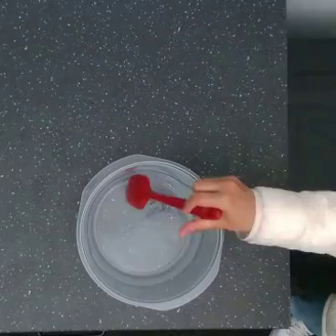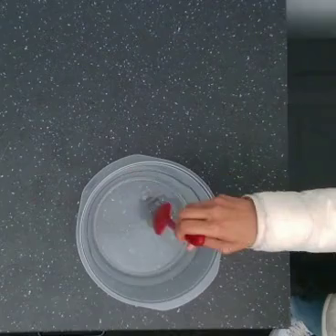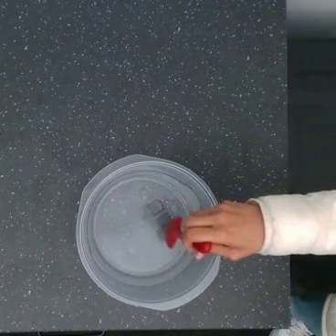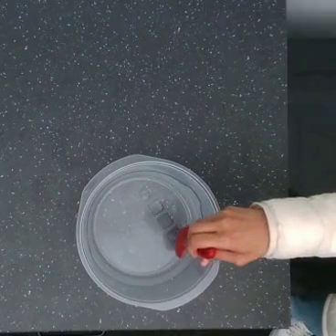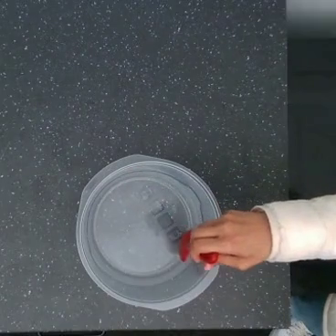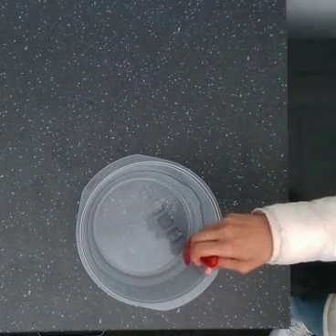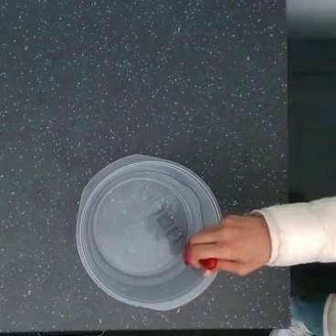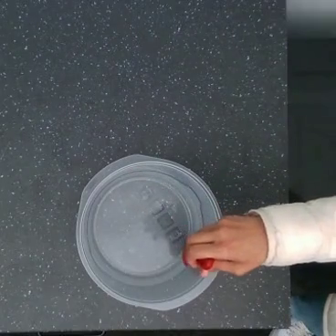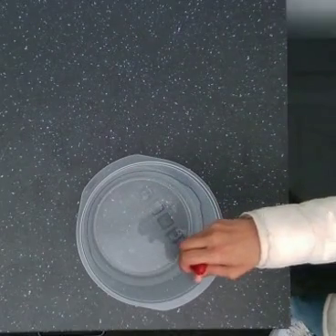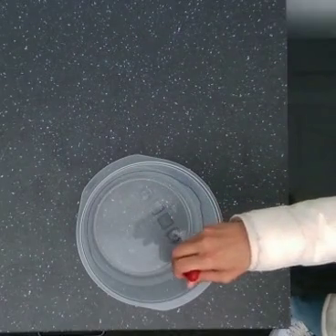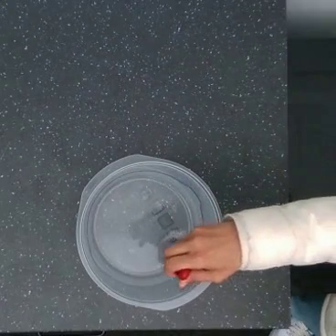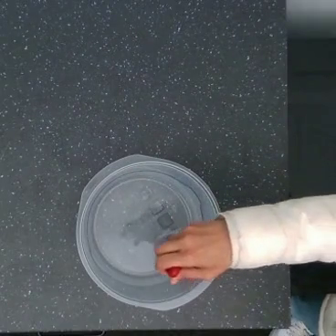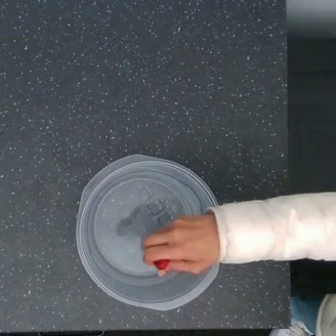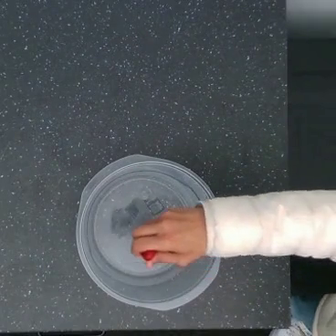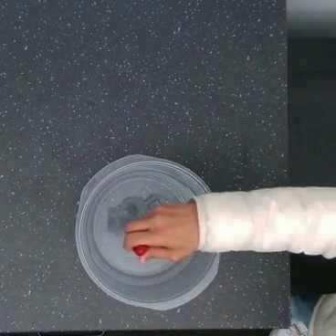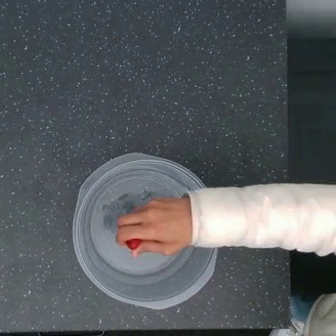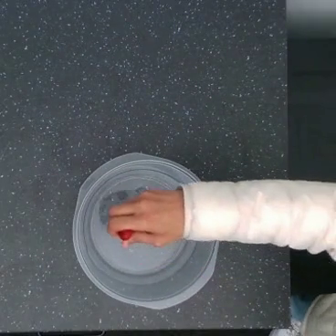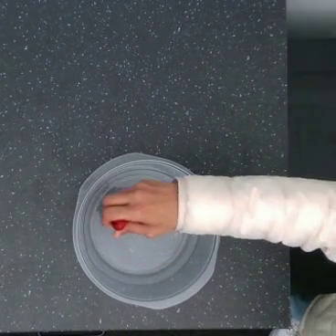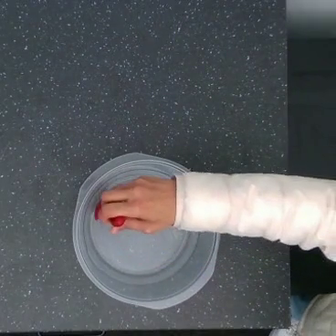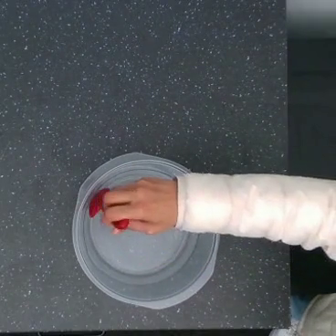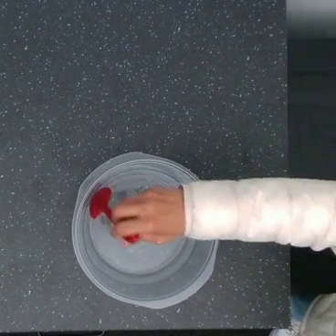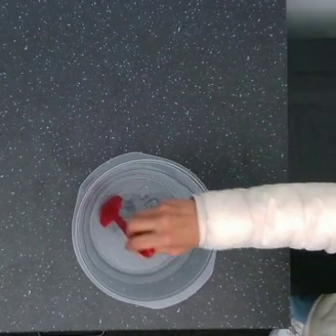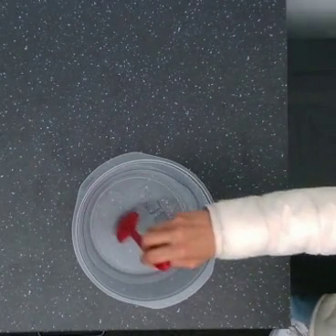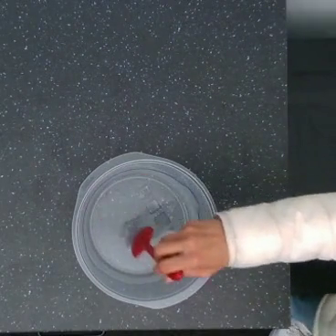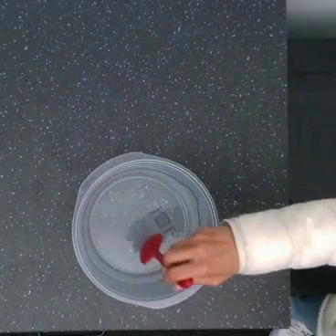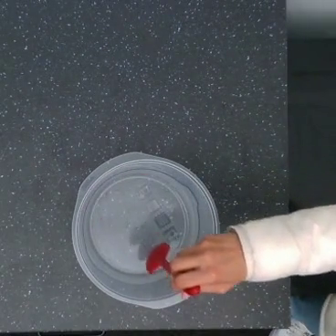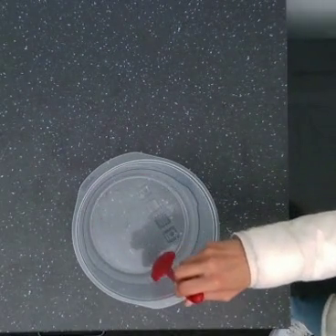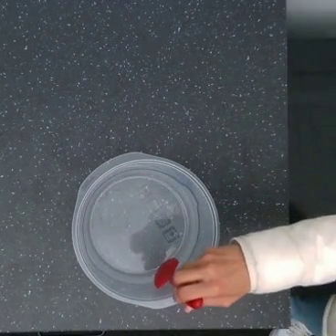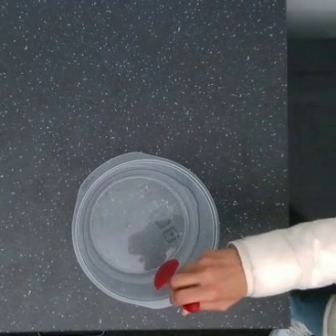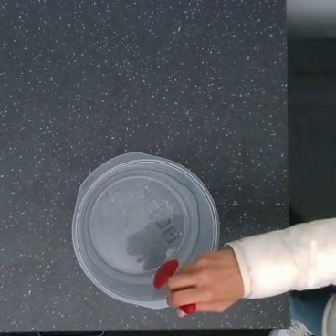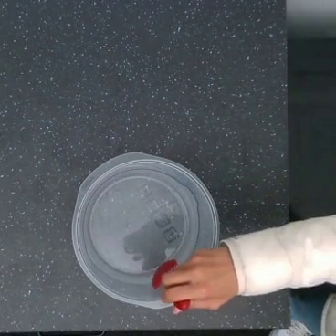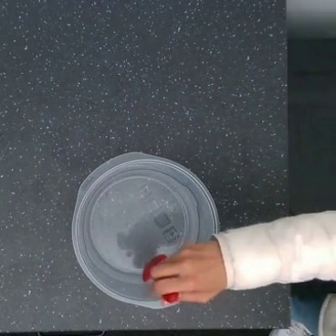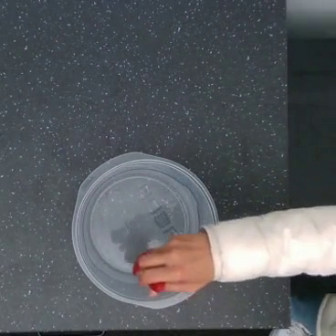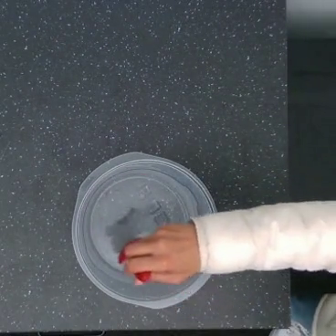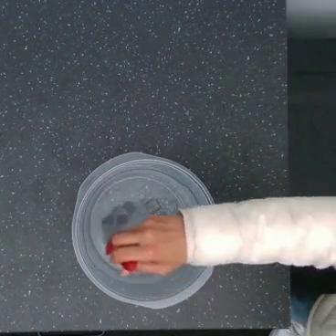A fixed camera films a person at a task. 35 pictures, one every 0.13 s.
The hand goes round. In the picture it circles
clockwise.
0.00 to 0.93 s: The hand goes downward.
0.93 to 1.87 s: The hand goes to the left.
1.87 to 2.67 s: The hand goes upward and to the left.
2.67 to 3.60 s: The hand goes downward and to the right.
3.60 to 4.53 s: The hand goes to the left and upward.
In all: It circles clockwise, turning through about 450 degrees.
Task: stir.
Motion: make diagonal movements repeatedly.
